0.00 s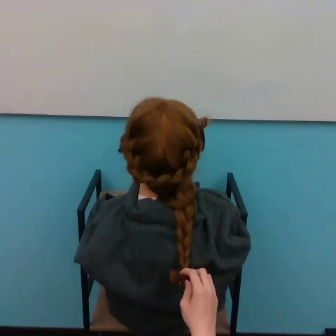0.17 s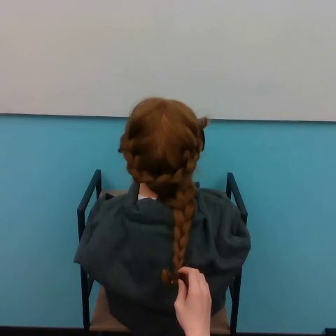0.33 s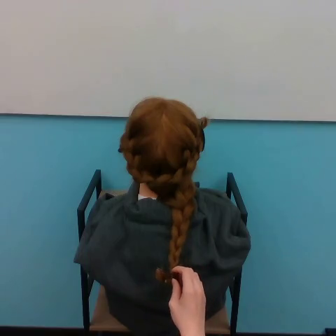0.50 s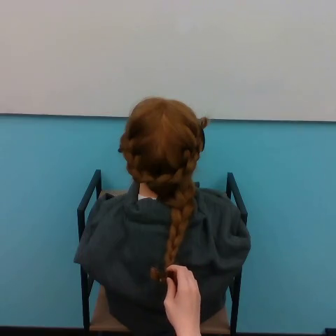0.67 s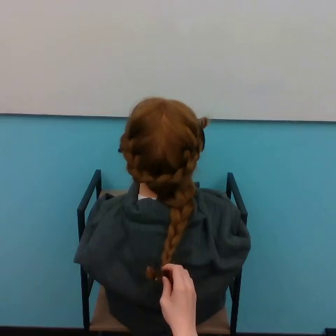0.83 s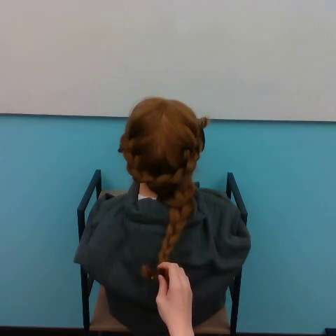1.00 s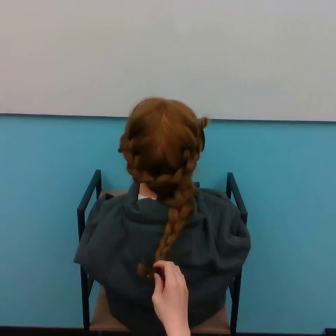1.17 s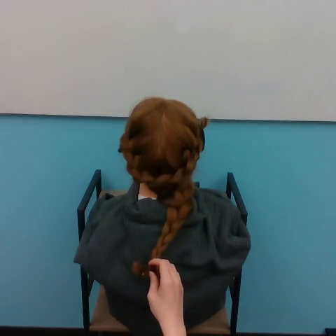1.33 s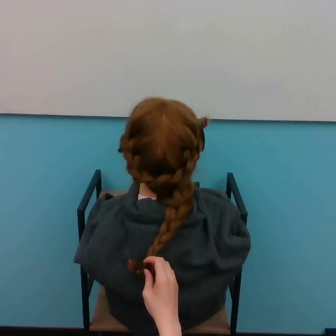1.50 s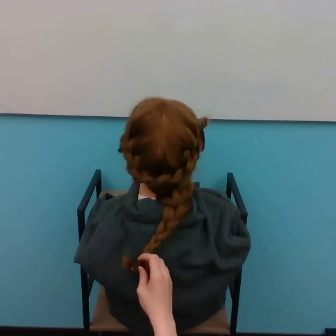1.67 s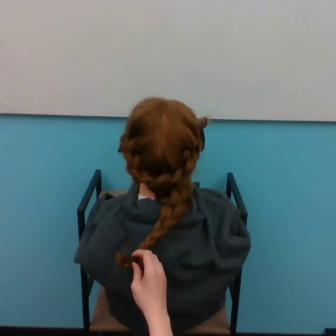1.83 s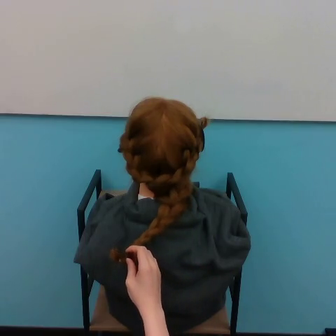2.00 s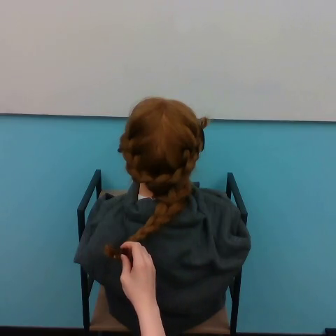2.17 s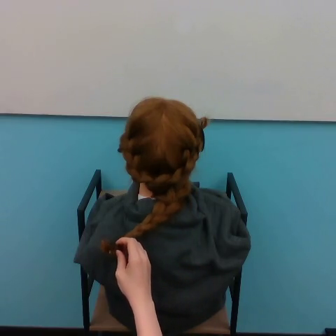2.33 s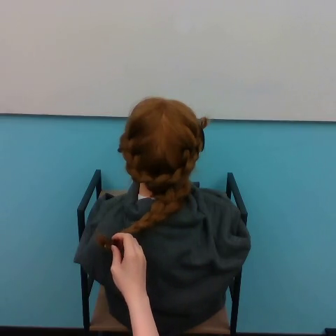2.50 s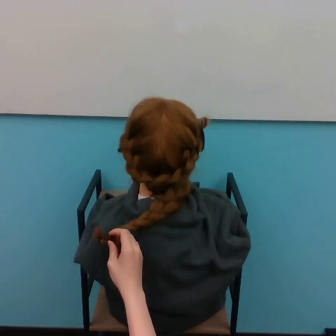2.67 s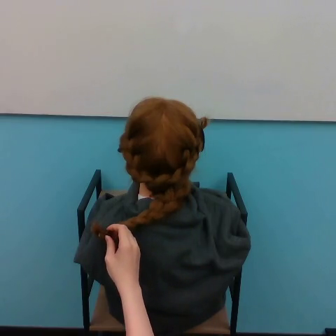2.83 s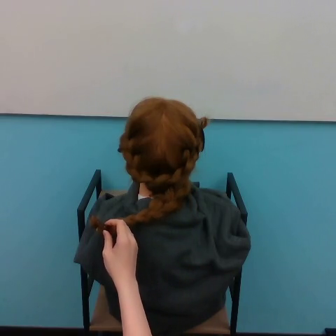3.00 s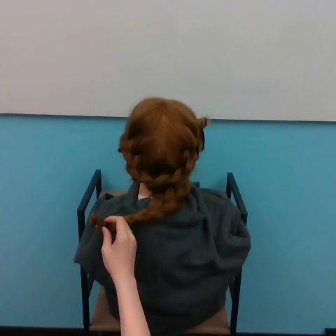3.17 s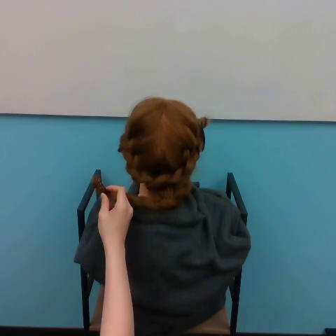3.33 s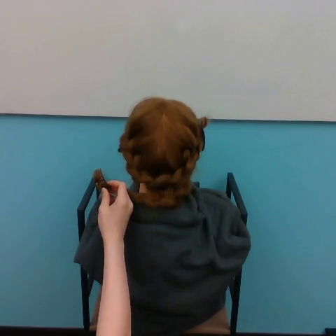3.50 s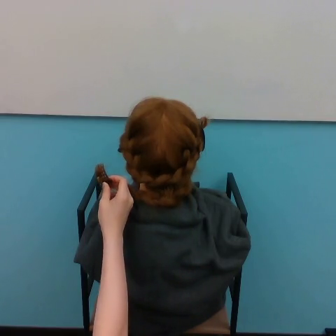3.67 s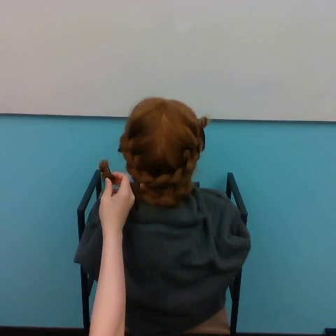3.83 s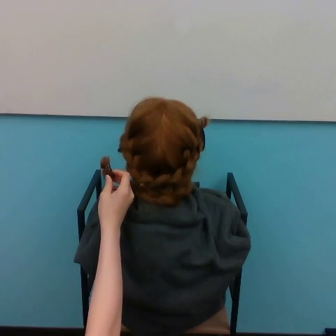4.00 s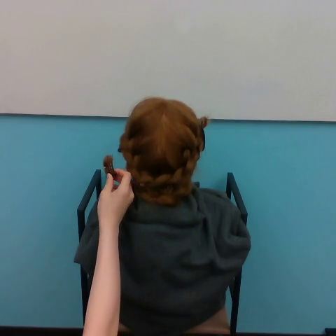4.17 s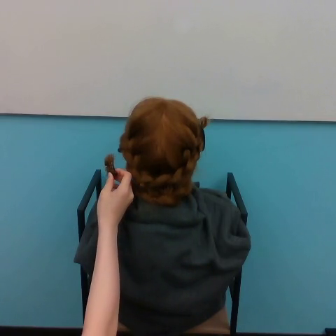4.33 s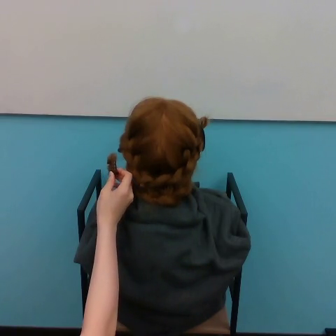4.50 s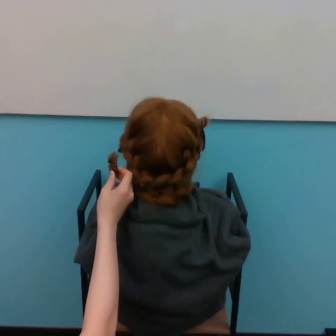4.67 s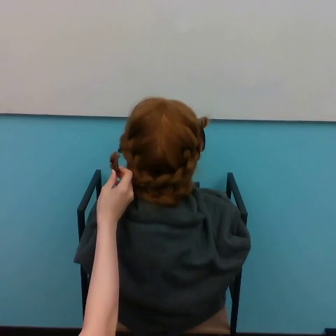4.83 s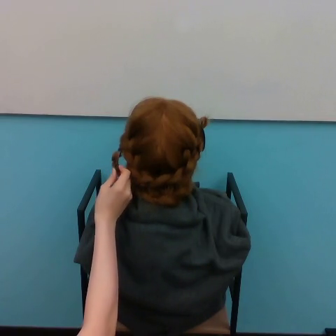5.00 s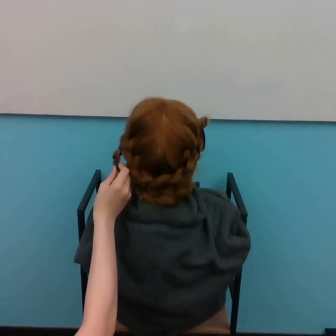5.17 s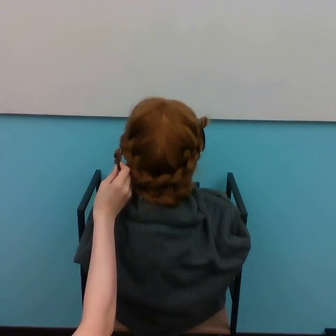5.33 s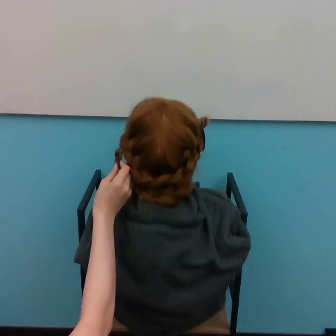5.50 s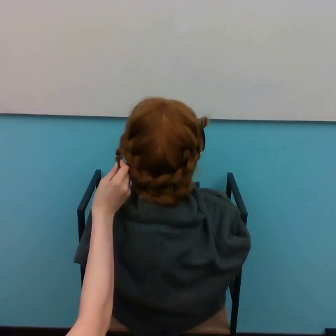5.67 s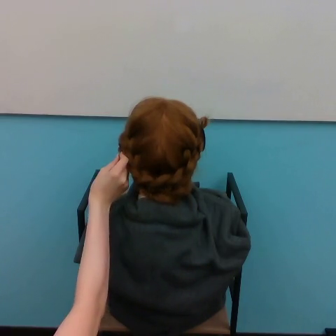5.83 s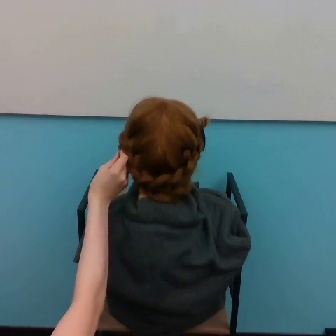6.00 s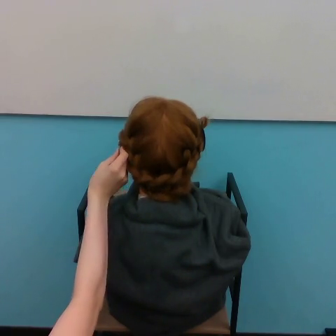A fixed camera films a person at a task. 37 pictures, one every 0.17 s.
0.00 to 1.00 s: The hand goes to the left.
1.00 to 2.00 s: The hand goes to the left and upward.
2.00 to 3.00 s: The hand goes upward and to the left.
3.00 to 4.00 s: The hand goes upward.
4.00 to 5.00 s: The hand moves only a little.
5.00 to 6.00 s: The hand goes upward.
Task: style hair.
Motion: move upward and to the left following a convex curve.
